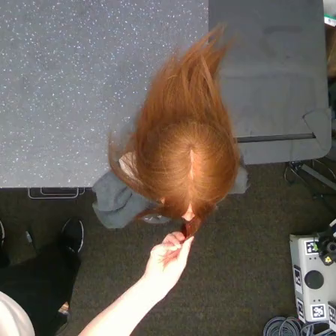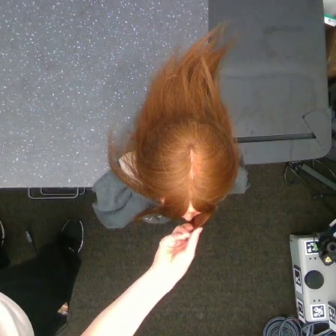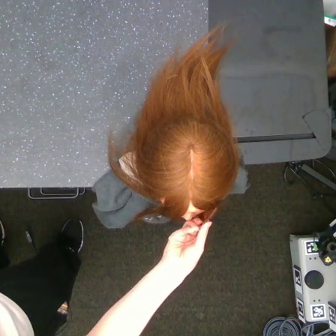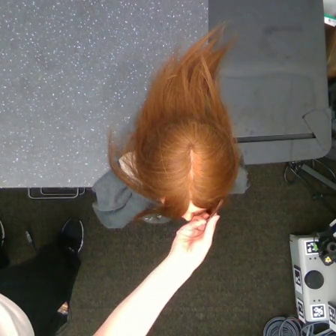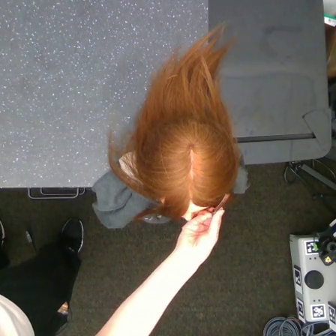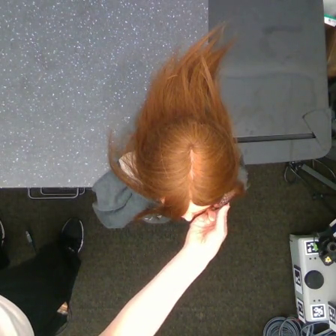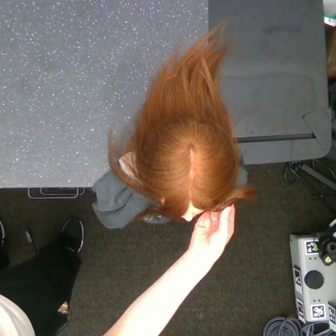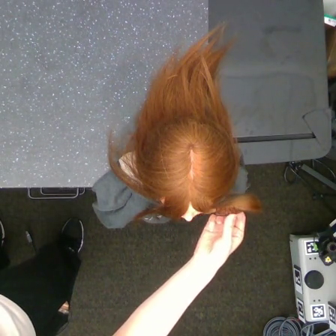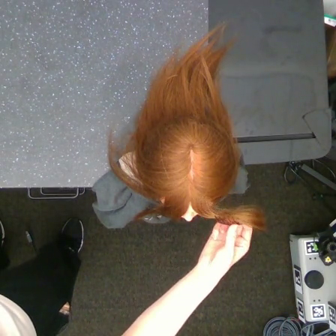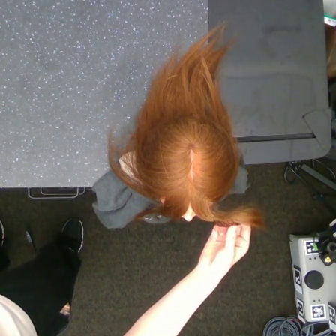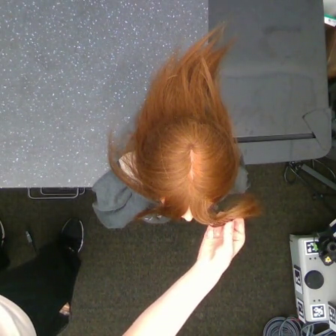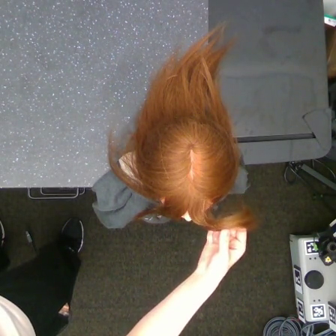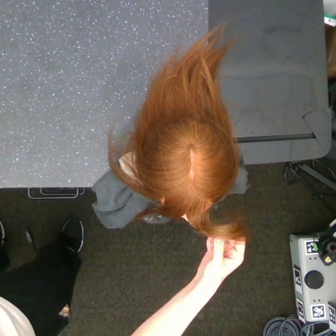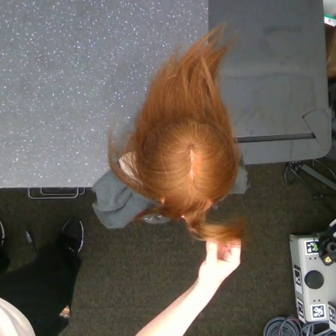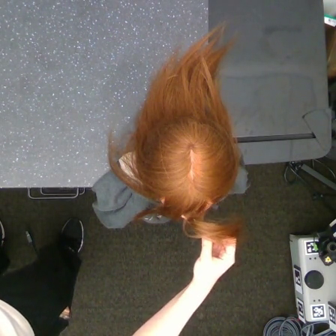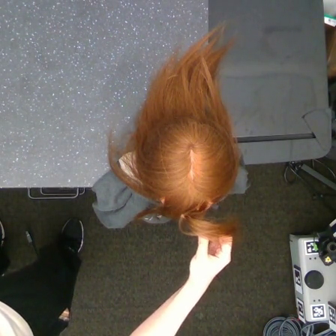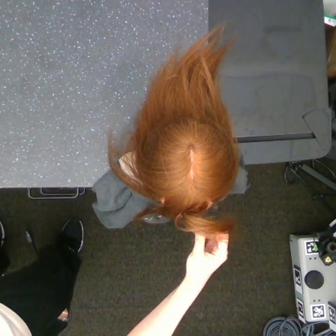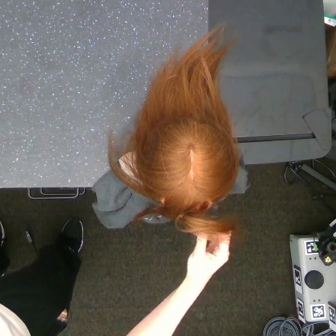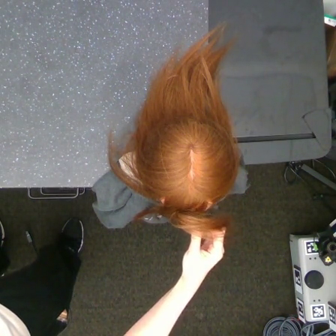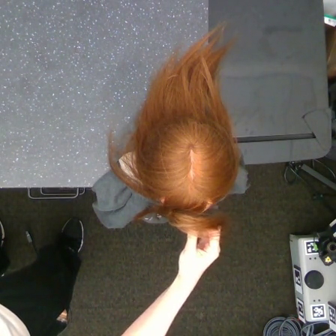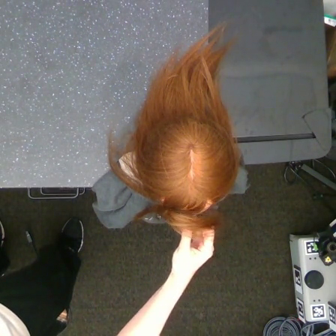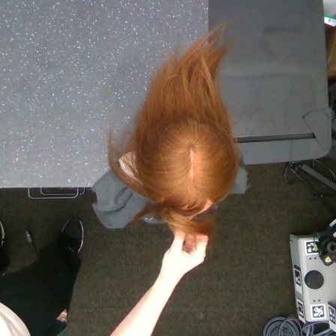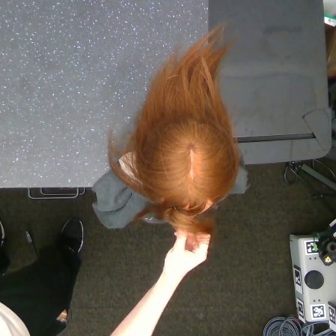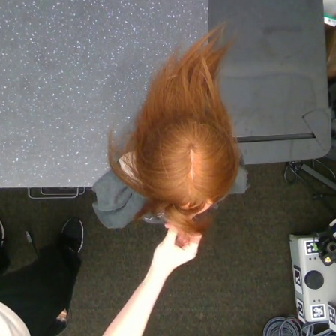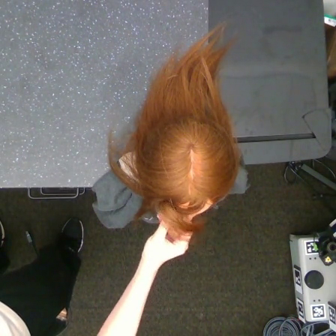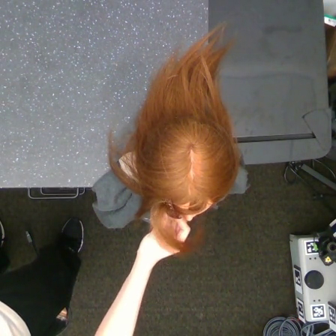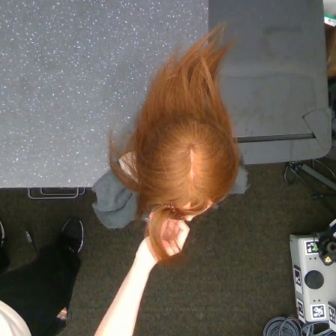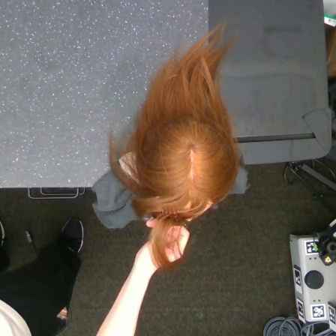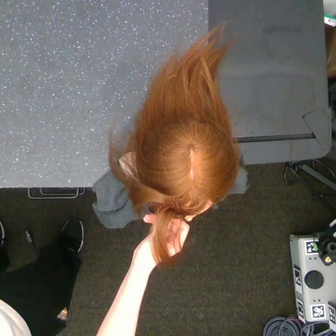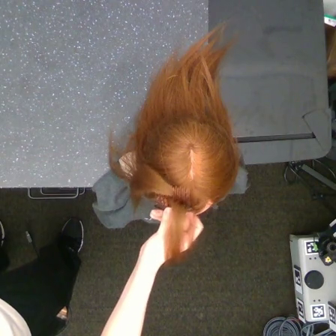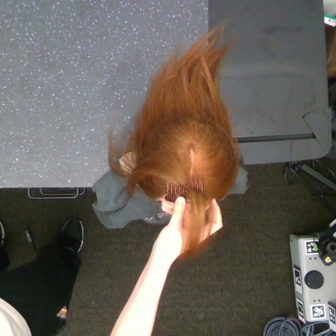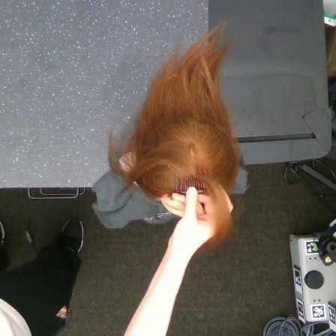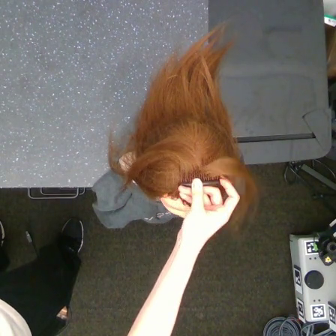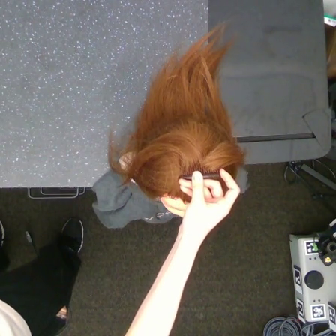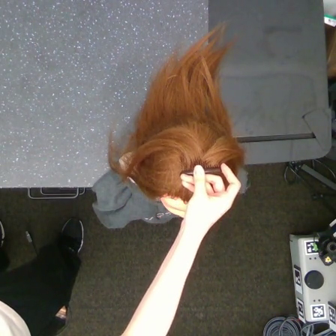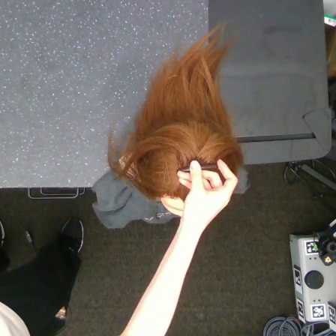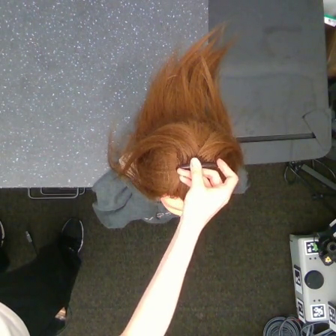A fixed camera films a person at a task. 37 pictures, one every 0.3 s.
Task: tidy front hair.
Motion: move to the right, move to the left, then move upward and to the right.
0.0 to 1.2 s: The hand goes to the right and upward.
1.2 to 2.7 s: The hand goes downward and to the right.
2.7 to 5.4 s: The hand goes to the left.
5.4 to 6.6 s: The hand goes to the left.
6.6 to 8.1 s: The hand goes to the left, on a counterclockwise arc.
8.1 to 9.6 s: The hand goes upward and to the right.
9.6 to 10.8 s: The hand goes upward.
